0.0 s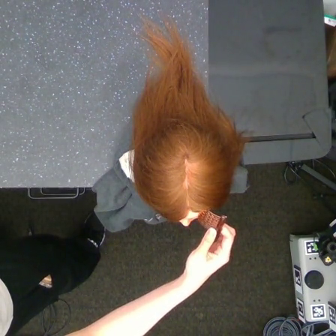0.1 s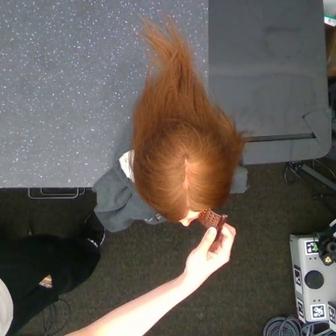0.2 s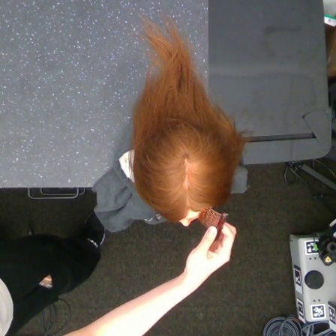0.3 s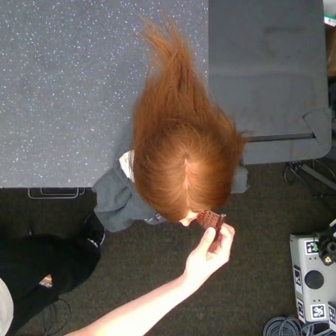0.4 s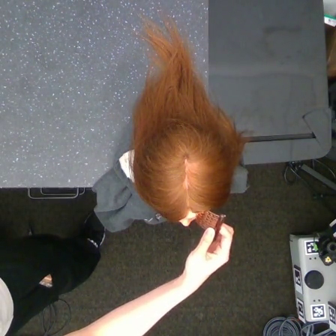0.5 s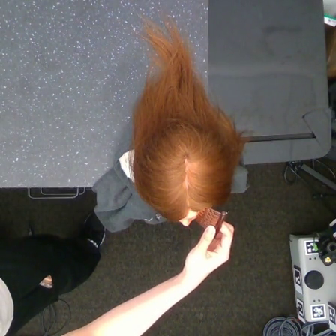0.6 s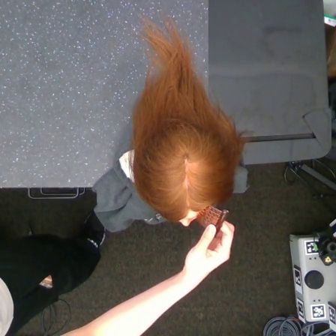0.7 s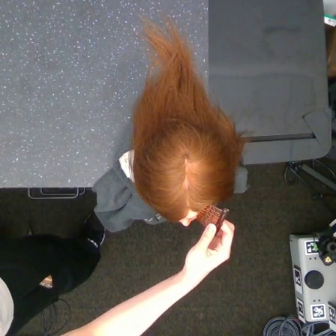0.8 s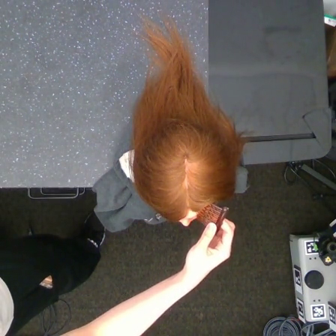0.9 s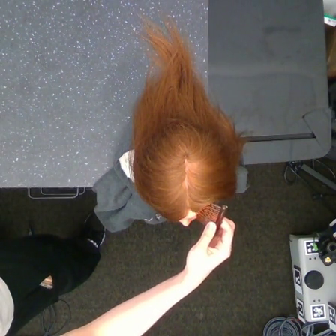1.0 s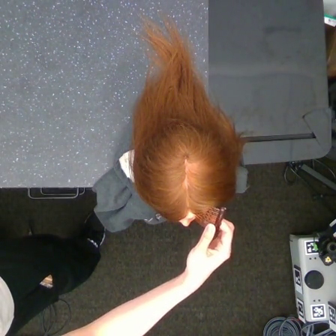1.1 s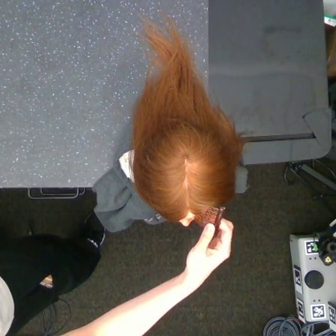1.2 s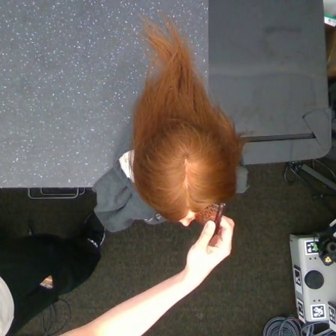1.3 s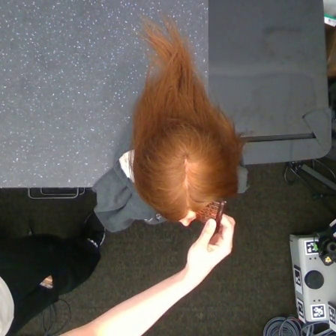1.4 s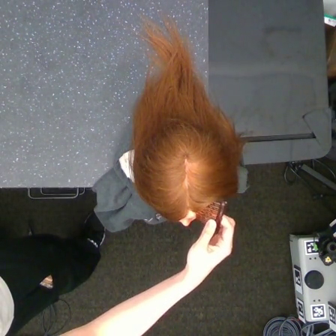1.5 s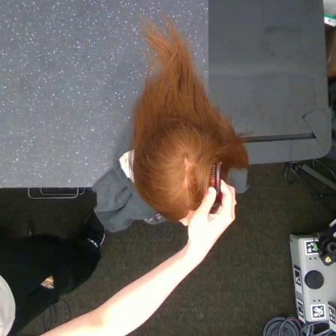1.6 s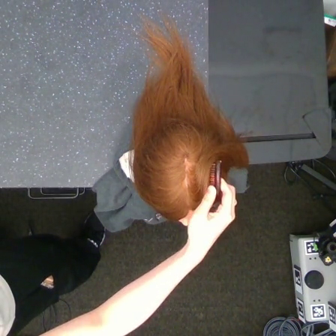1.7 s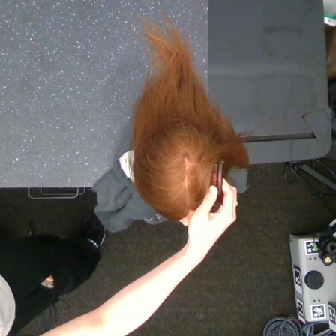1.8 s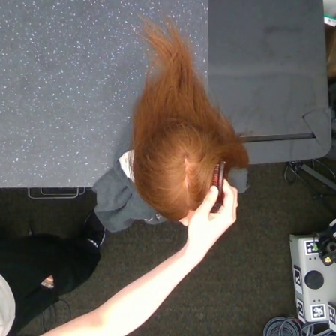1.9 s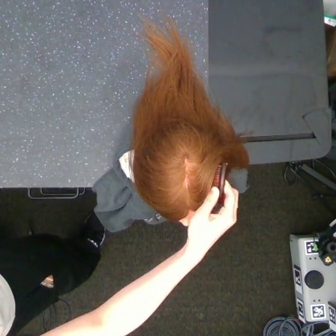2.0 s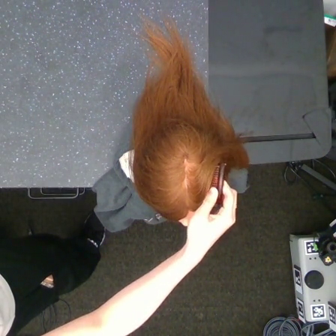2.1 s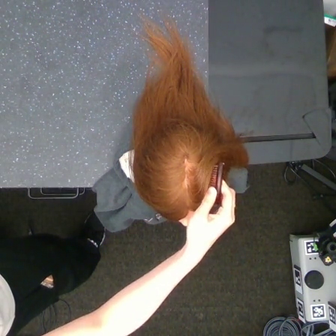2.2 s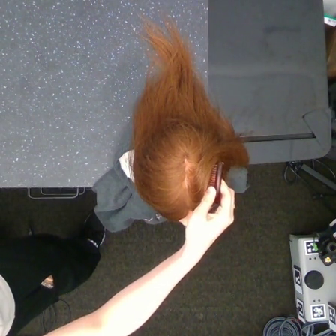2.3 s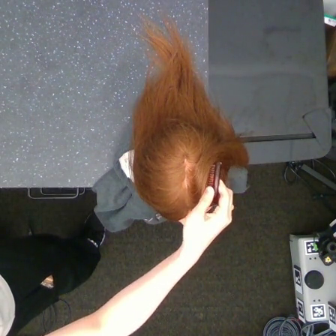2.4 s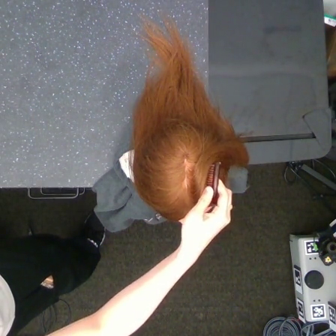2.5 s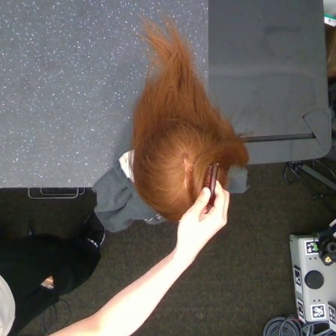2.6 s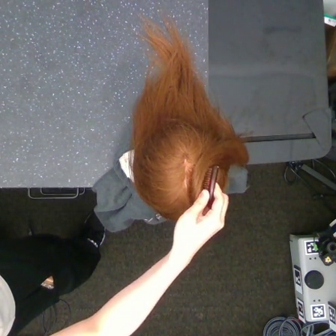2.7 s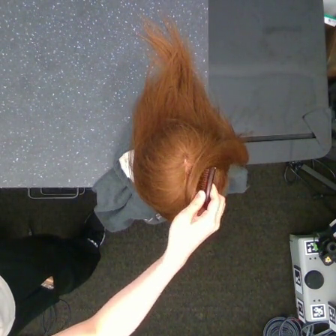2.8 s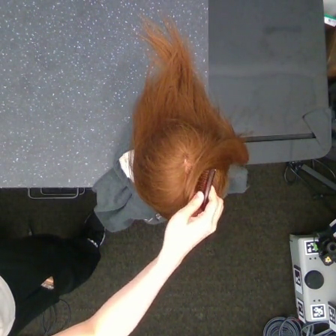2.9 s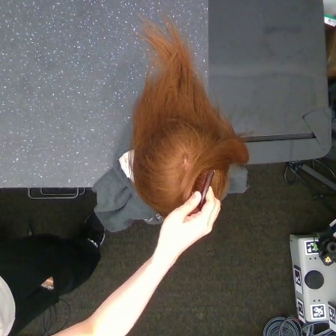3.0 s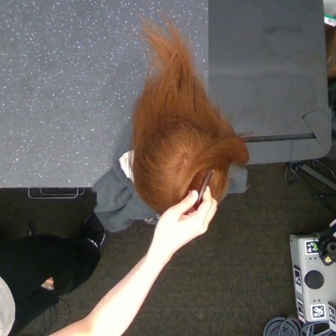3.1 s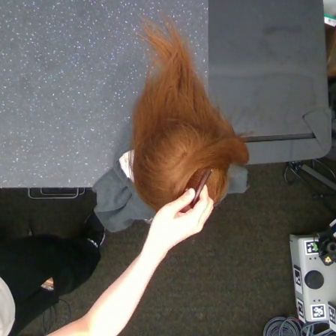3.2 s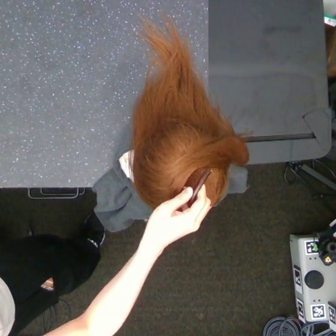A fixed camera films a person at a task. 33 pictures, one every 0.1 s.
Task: part hair.
0.0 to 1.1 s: The hand moves only a little.
1.1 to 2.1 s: The hand goes upward.
2.1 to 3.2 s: The hand goes to the left.
